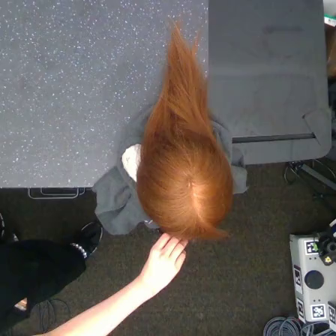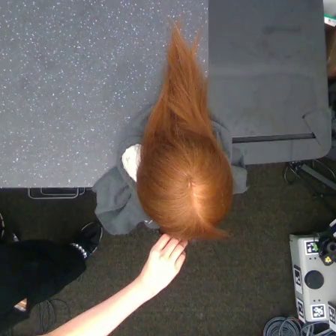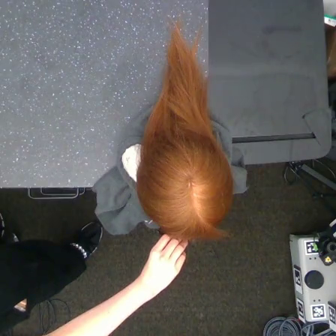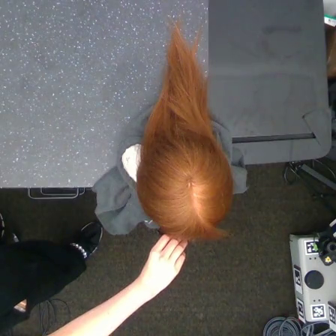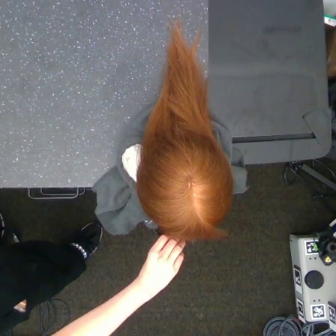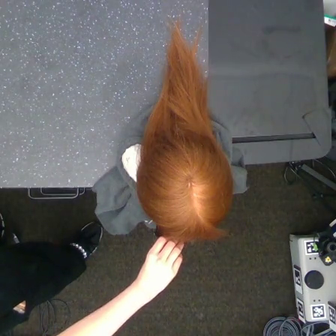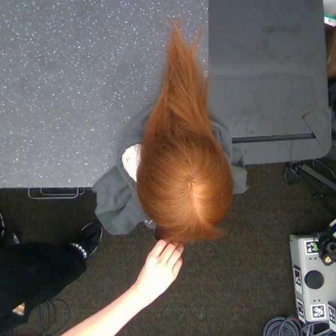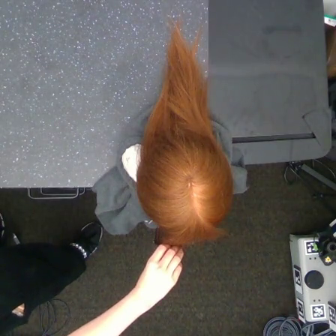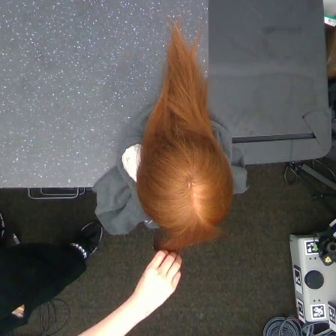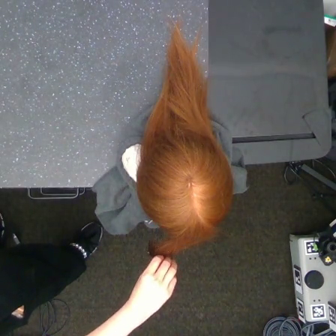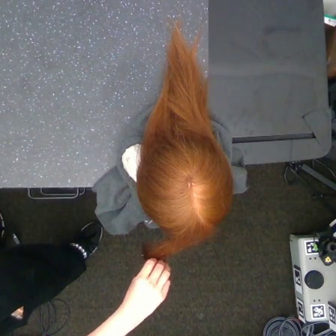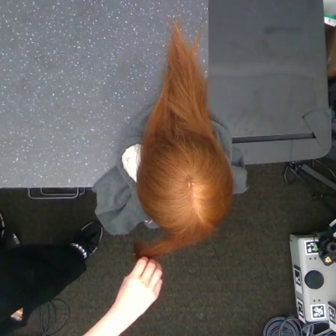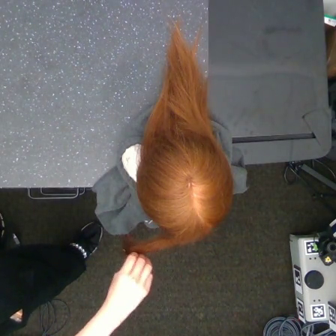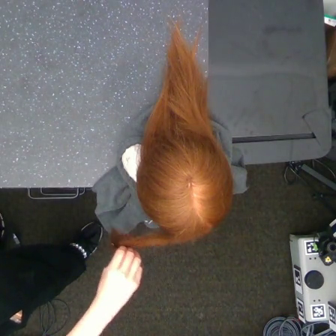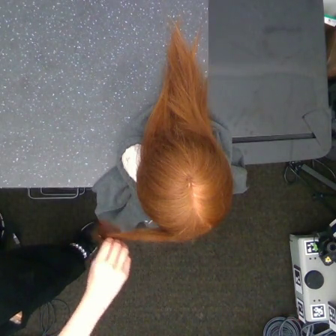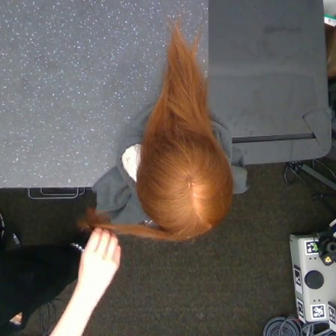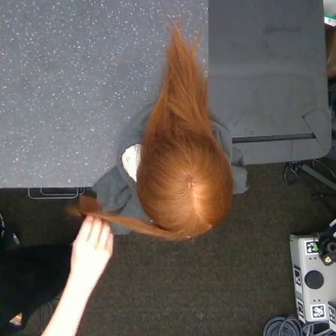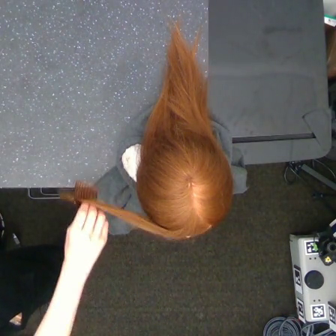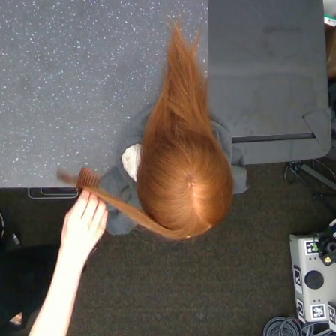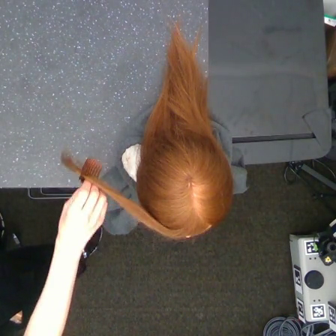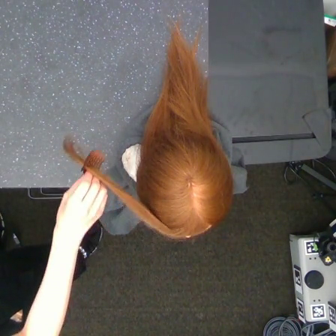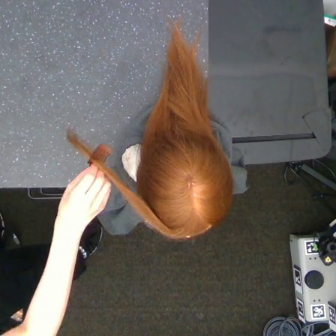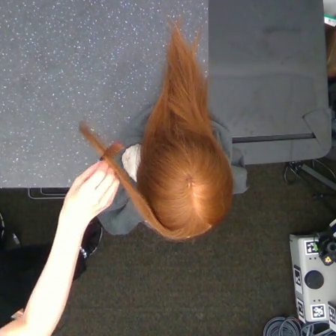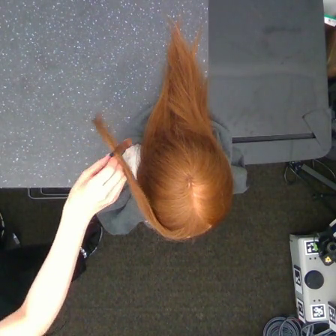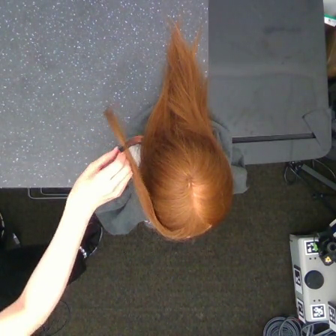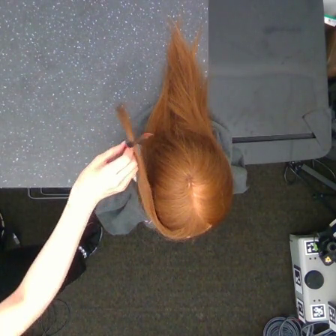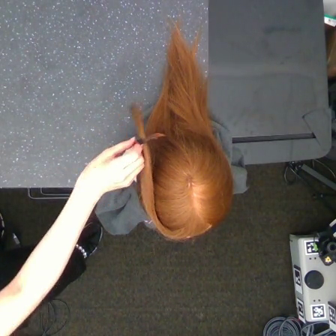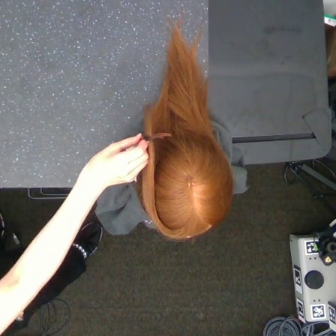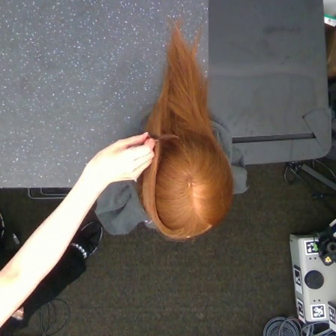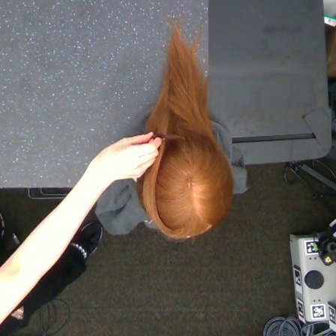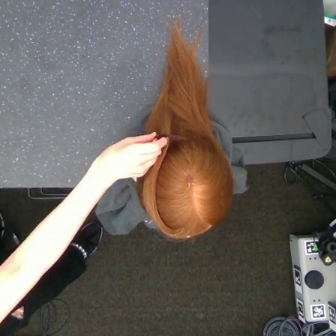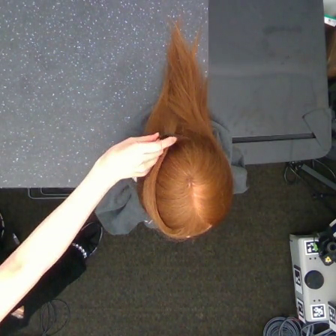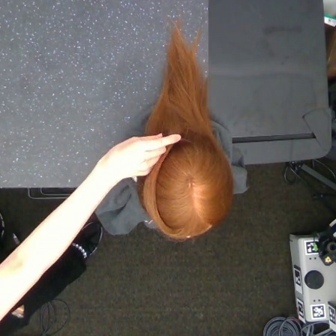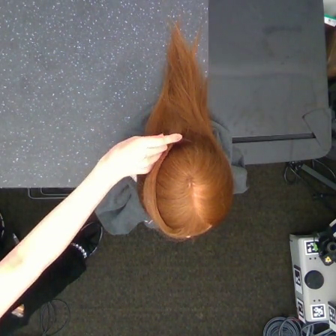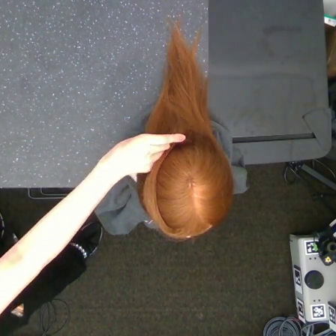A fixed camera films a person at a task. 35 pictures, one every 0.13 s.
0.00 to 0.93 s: The hand moves only a little.
0.93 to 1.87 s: The hand goes to the left, on a clockwise arc.
1.87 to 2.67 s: The hand goes upward.
2.67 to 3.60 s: The hand goes to the right and upward.
3.60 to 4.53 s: The hand goes to the right.
Task: tidy front hair.
Motion: make a half circular motion clockwise.
